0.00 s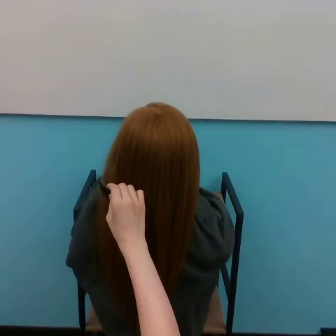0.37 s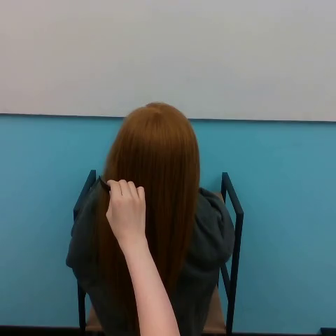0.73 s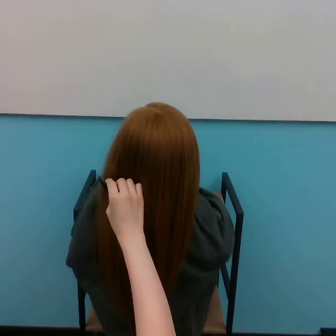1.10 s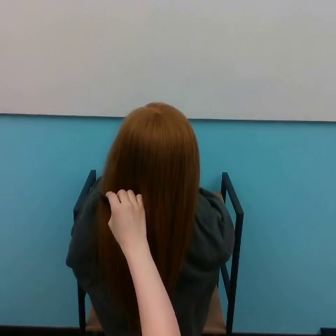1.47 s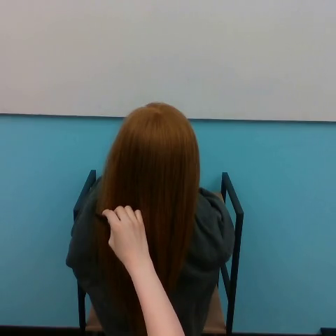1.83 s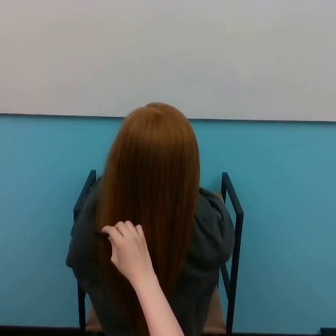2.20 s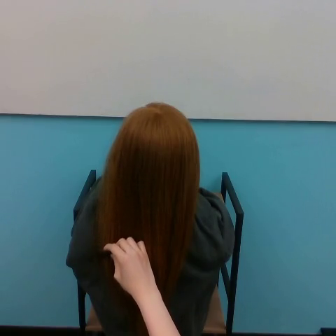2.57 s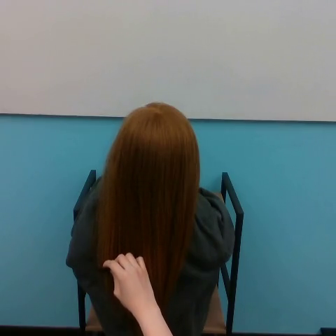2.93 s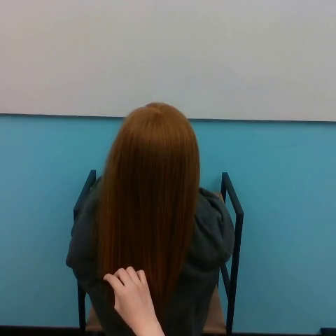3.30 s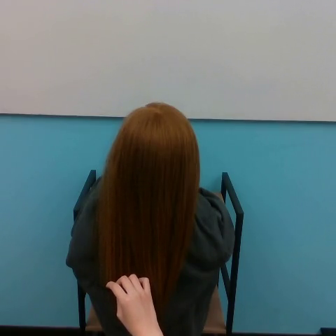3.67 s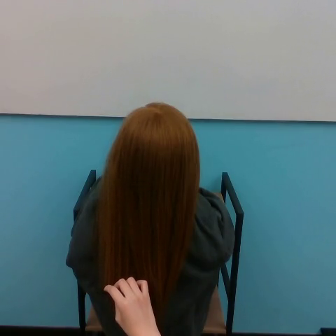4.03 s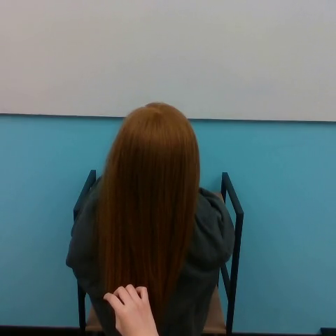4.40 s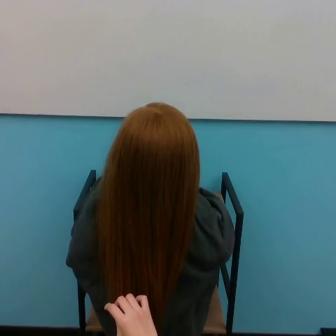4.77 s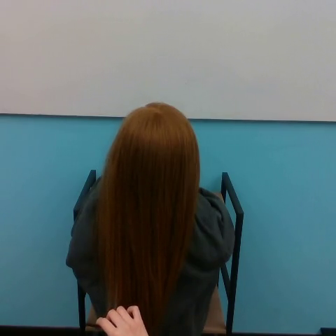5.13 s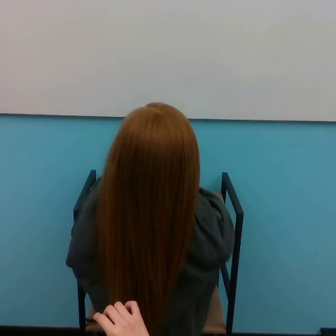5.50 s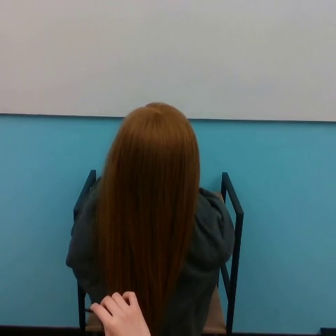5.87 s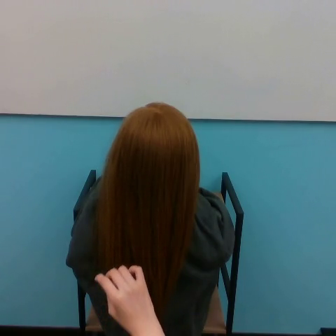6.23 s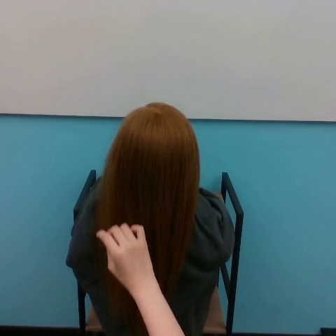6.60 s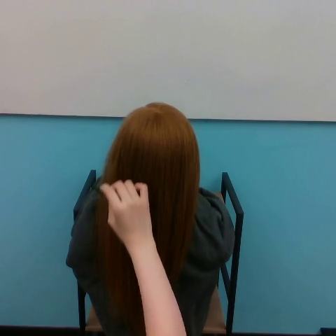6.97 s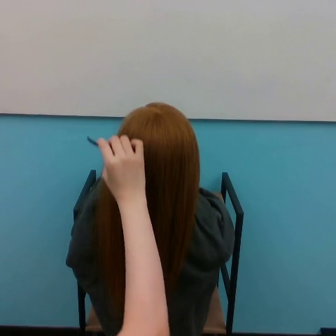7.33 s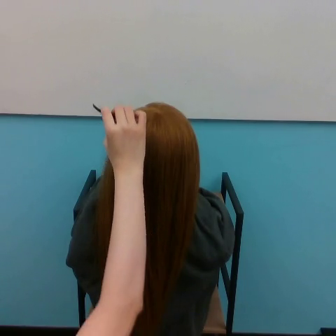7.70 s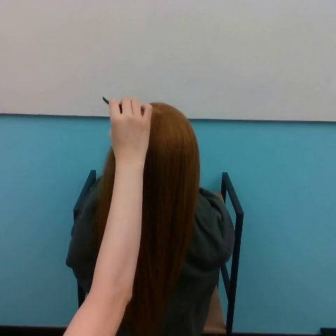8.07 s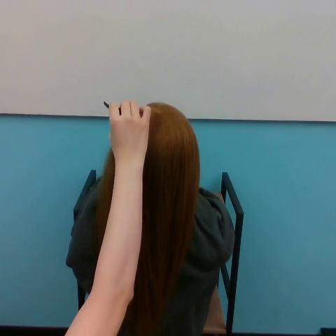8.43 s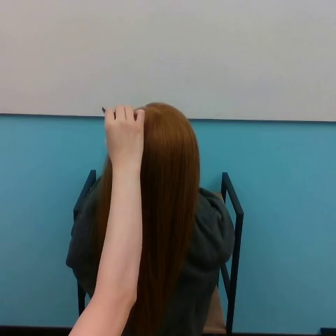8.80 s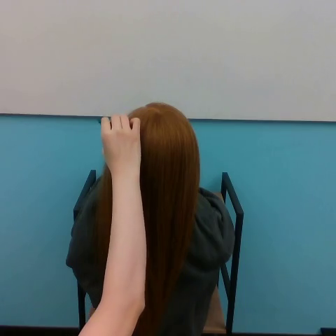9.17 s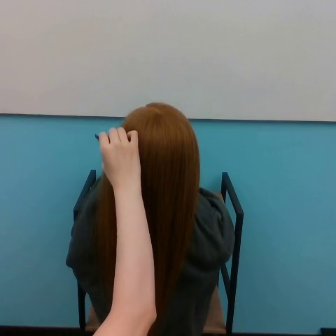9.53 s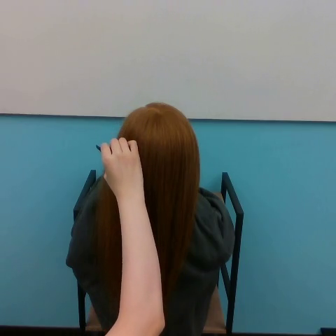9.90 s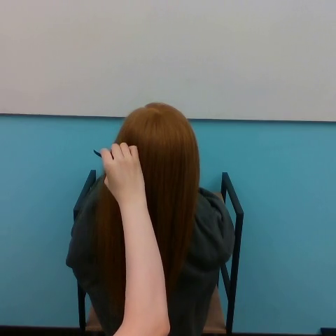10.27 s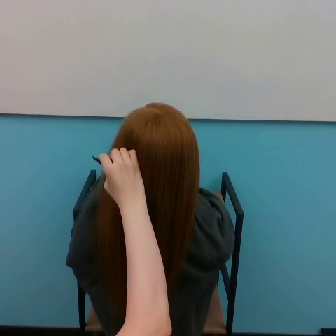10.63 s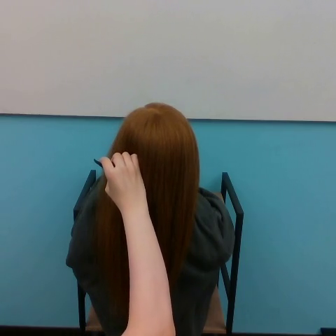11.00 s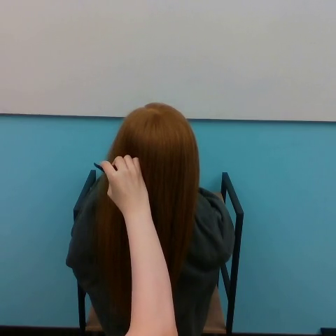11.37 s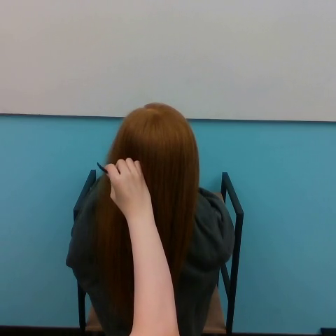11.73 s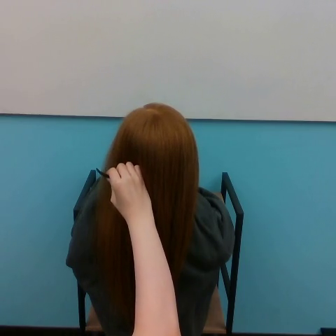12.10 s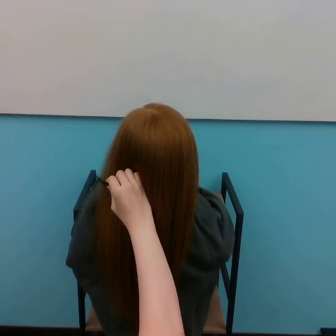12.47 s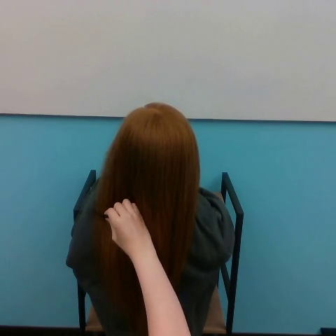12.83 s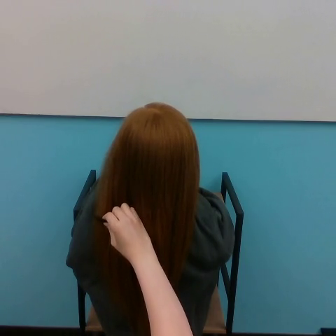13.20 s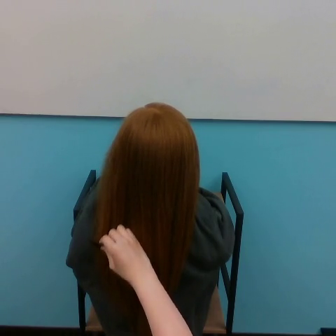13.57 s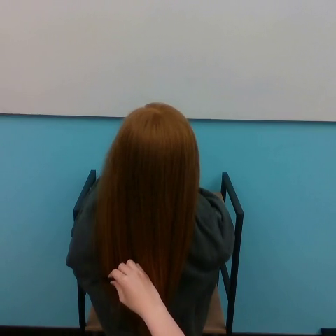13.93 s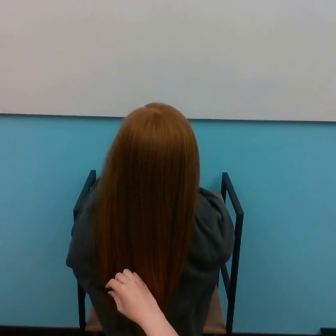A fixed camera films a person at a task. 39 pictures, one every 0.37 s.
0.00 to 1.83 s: The hand goes downward.
1.83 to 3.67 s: The hand goes downward.
3.67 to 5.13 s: The hand goes downward.
5.13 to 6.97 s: The hand goes upward.
6.97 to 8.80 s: The hand goes upward, then downward.
8.80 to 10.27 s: The hand goes downward.
10.27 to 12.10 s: The hand goes downward.
12.10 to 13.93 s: The hand goes downward.
Task: brush hair.
Motion: make 2 strokes downward, increasing the height of the starting point of each stroke.
